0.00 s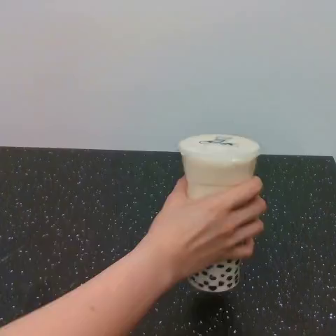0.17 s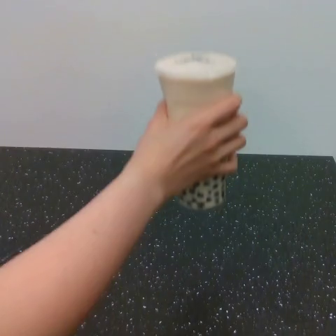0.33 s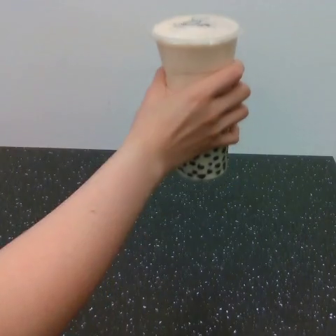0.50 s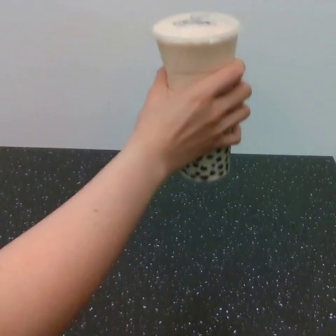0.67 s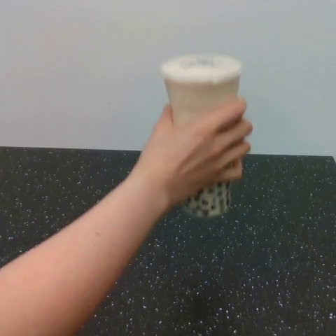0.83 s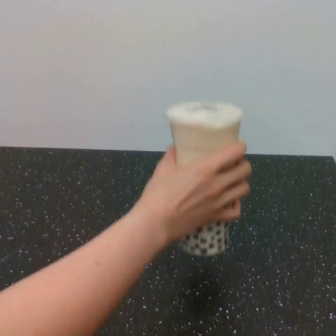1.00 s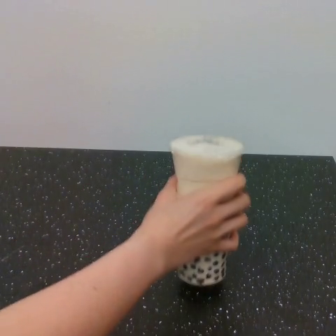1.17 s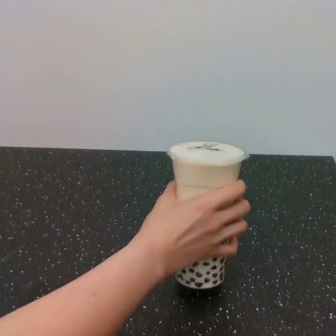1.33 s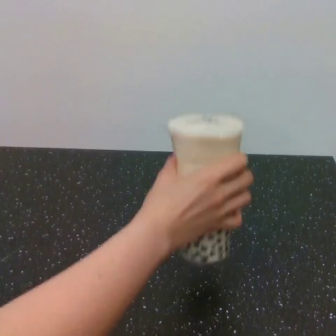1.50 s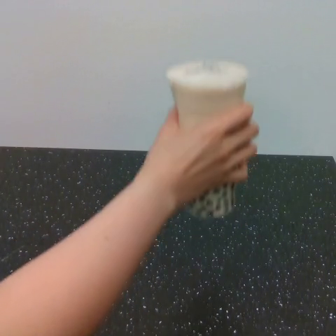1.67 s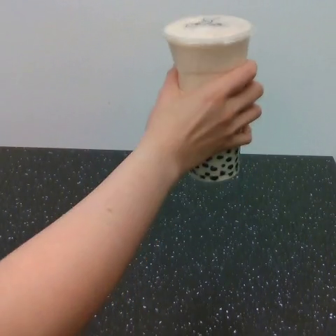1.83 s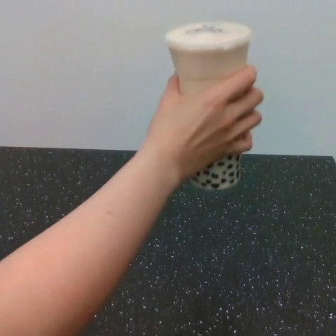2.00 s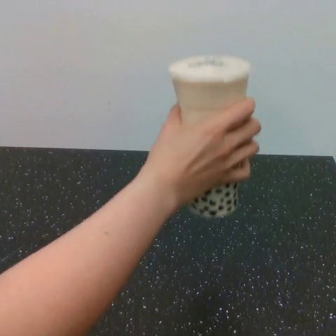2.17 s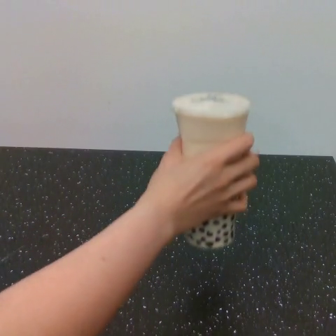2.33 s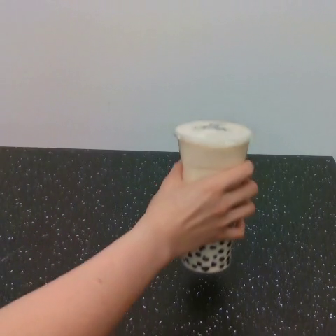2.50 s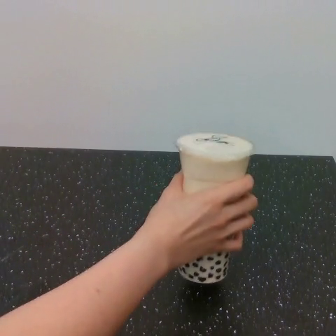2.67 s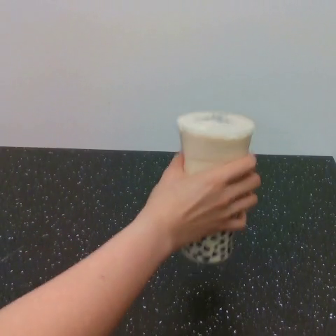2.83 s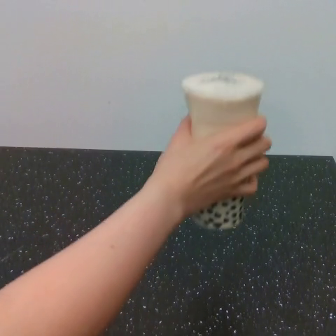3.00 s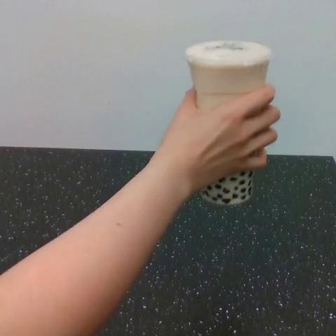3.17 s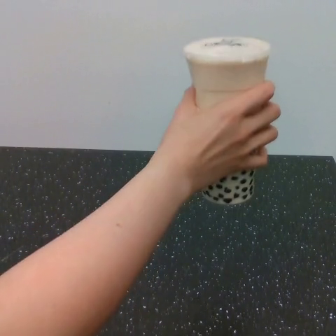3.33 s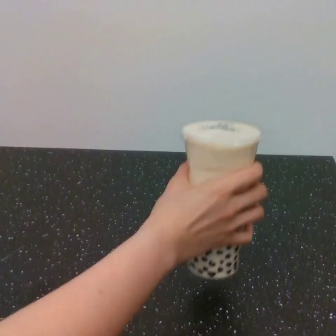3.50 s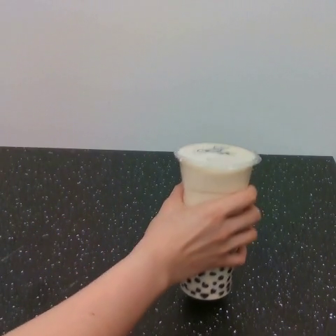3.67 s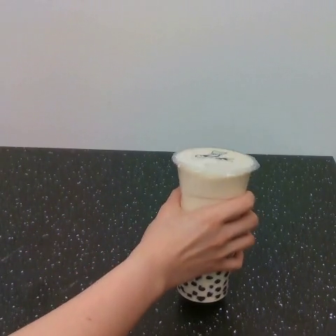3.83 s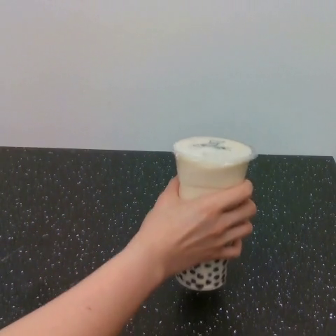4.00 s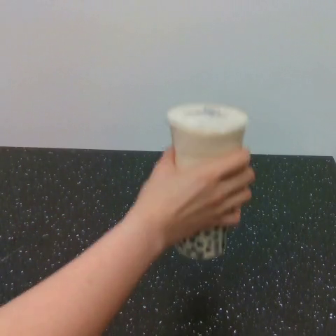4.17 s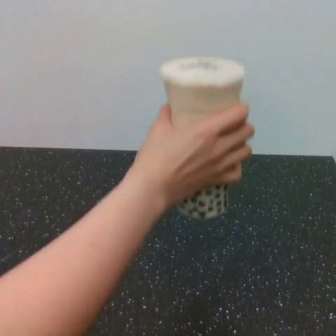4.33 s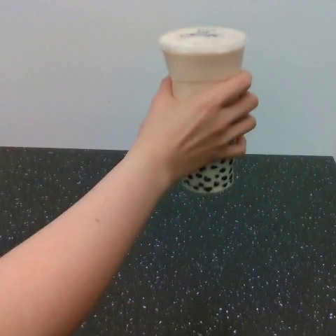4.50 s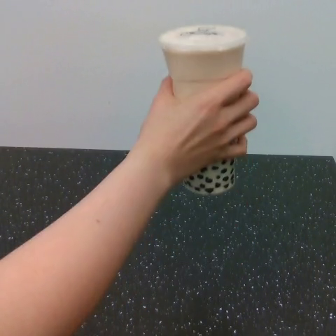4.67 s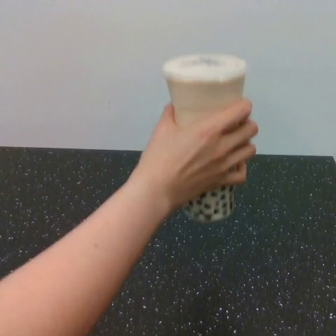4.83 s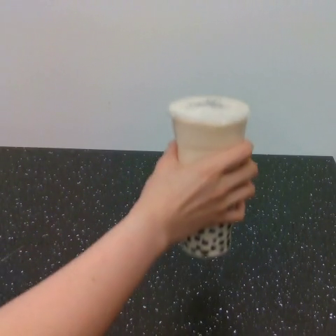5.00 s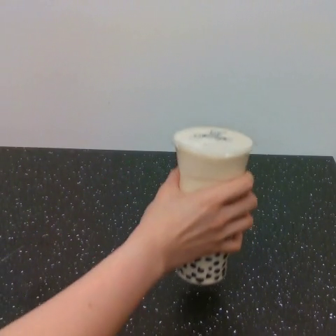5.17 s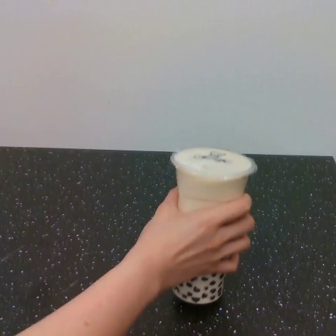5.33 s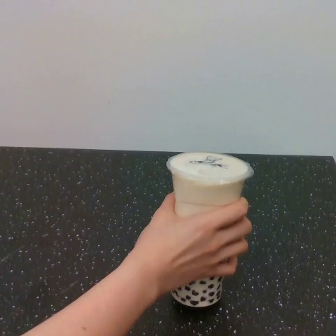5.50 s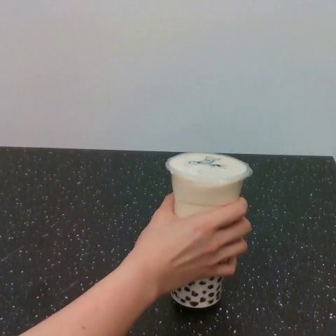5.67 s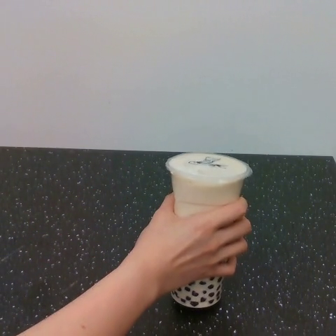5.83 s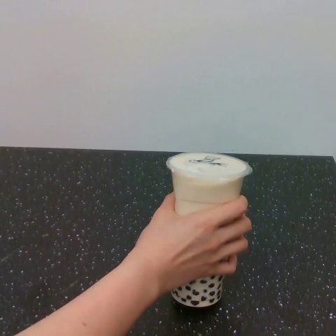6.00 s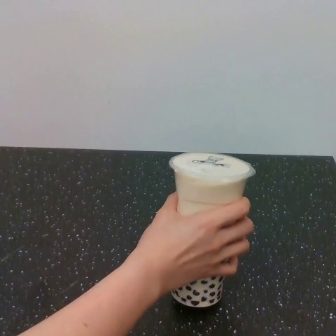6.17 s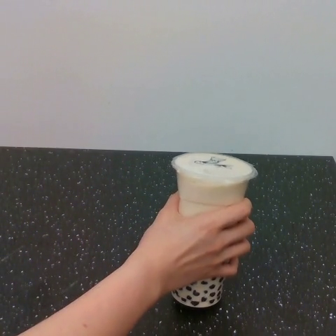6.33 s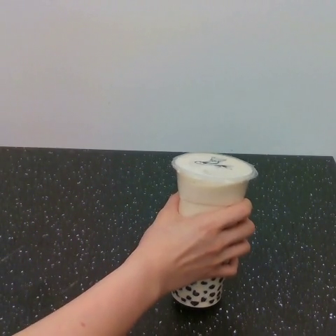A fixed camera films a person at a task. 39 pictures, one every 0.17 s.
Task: shake the boba.
Motion: move up and down, repeating this sequence 4 times.
0.00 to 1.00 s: The hand goes upward, then downward.
1.00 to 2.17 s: The hand goes upward, then downward.
2.17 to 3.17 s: The hand goes upward.
3.17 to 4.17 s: The hand goes downward, then upward.
4.17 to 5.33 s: The hand goes downward.
5.33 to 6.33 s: The hand moves only a little.
